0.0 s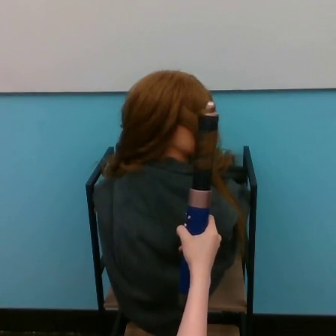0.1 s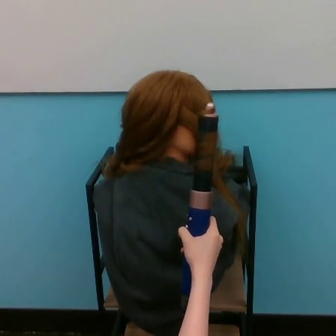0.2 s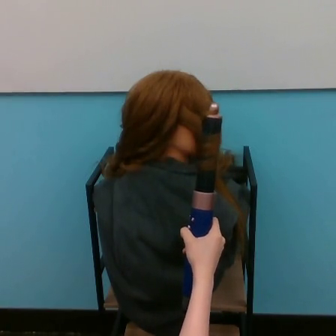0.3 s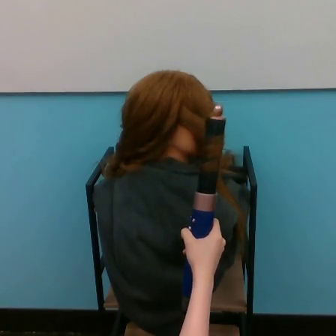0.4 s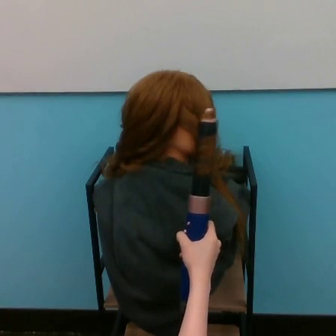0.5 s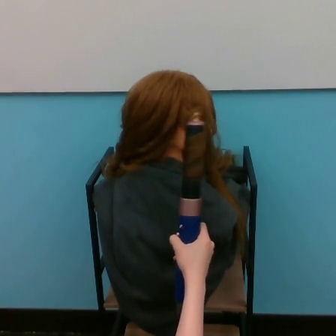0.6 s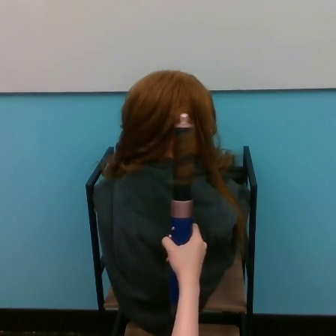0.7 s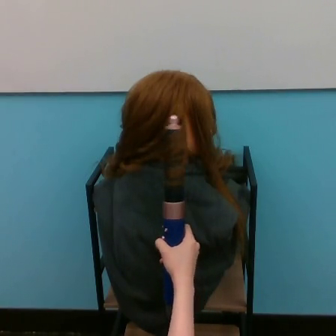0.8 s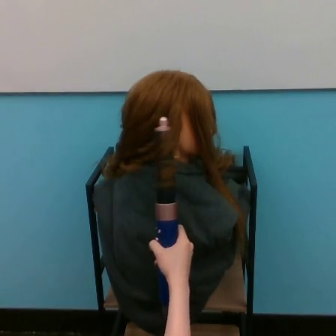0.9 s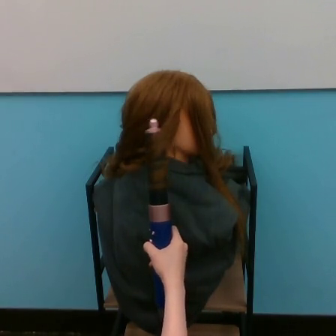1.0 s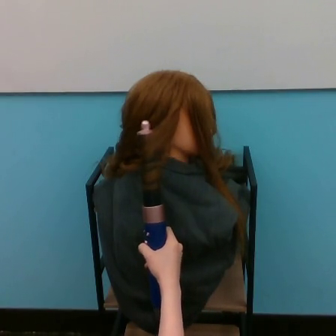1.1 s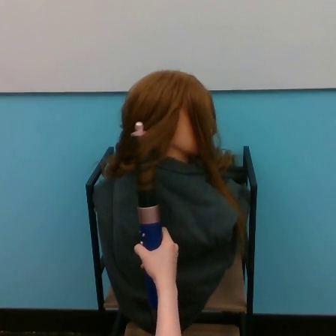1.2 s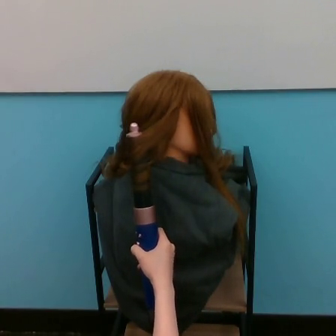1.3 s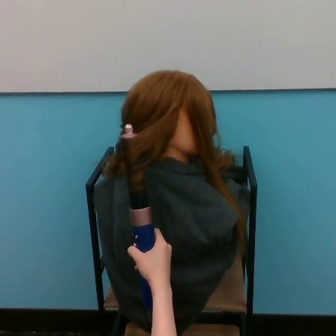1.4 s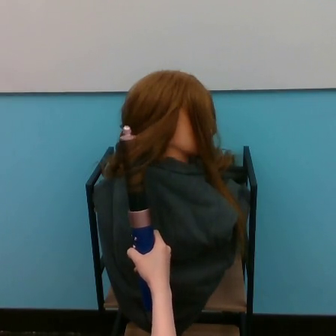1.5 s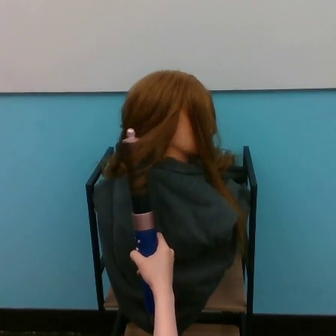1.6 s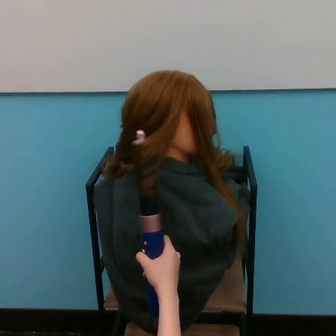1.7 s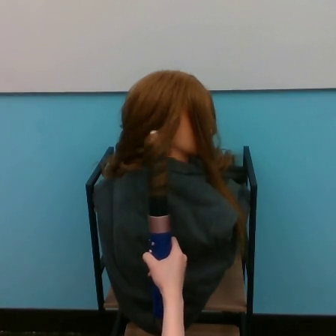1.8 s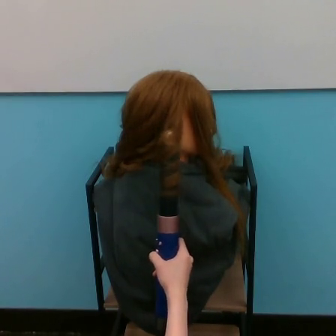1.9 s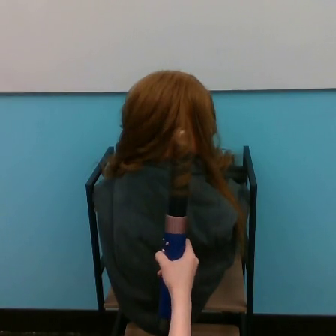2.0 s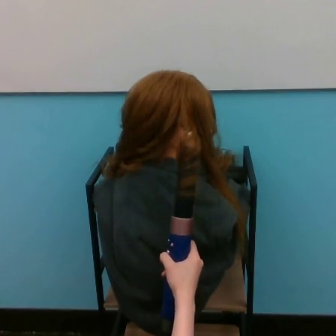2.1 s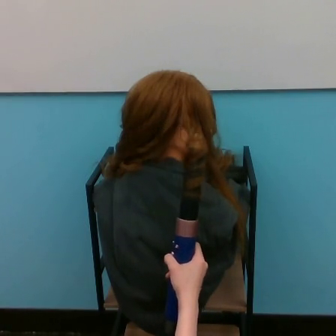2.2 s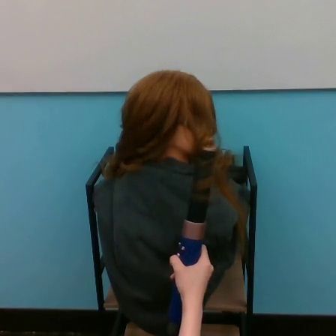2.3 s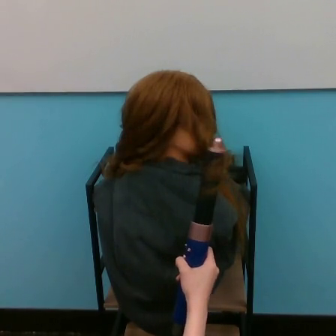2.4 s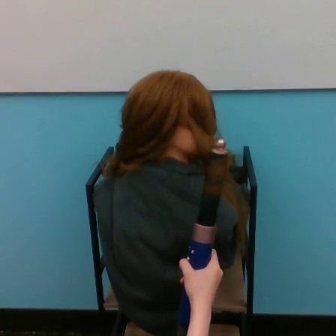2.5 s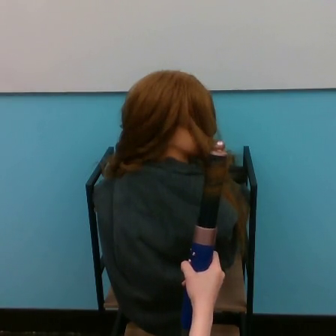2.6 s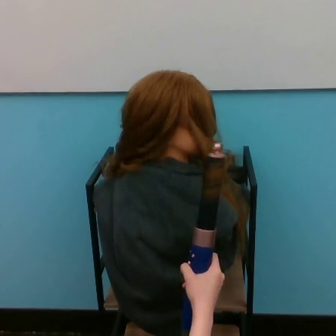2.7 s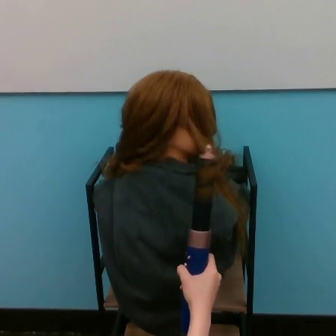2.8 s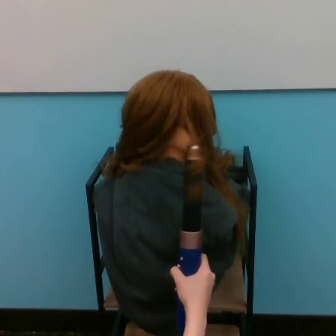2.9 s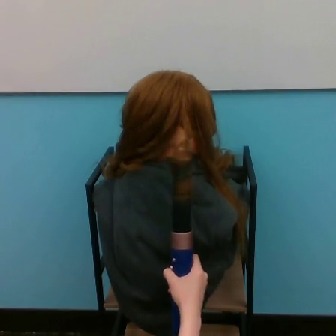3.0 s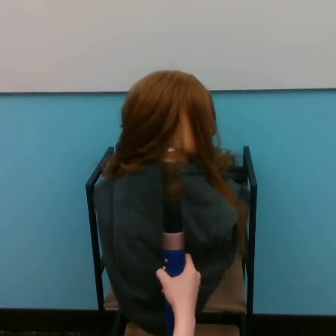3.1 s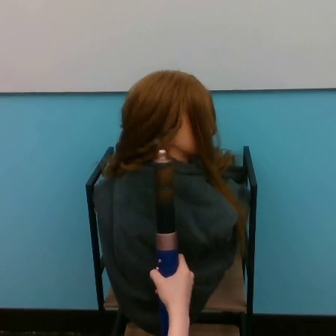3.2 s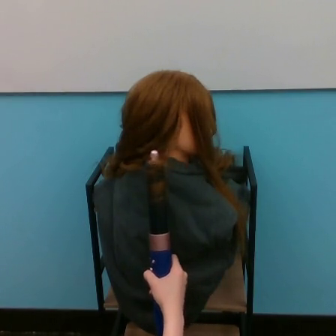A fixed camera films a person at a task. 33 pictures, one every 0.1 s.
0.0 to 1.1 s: The hand goes to the left.
1.1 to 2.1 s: The hand goes to the right and downward.
2.1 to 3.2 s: The hand goes to the left, on a clockwise arc.
Task: curl hair.
